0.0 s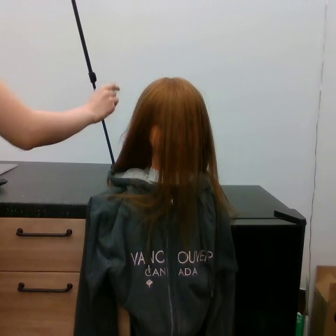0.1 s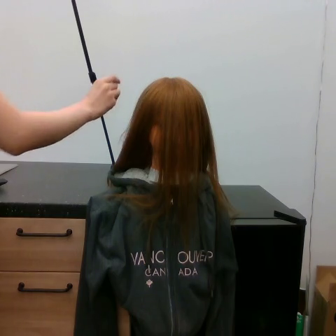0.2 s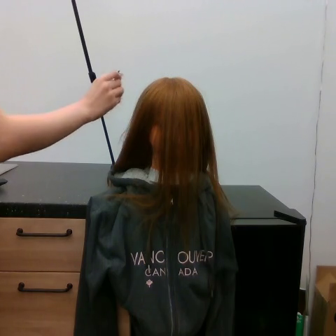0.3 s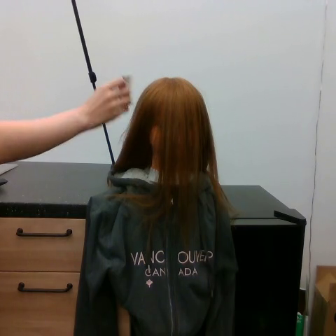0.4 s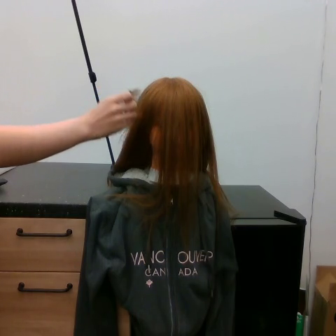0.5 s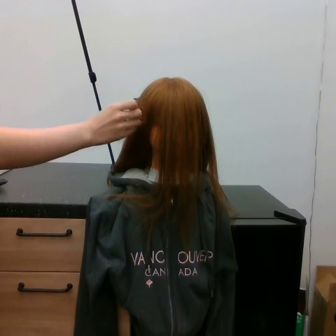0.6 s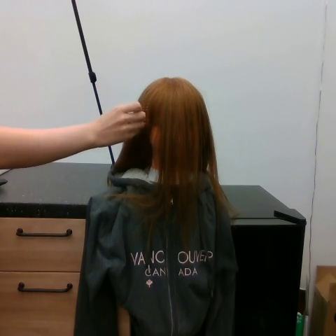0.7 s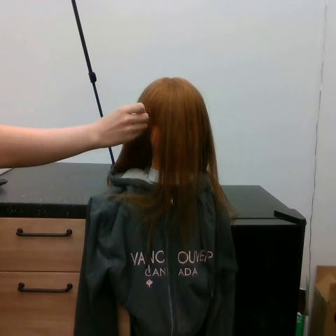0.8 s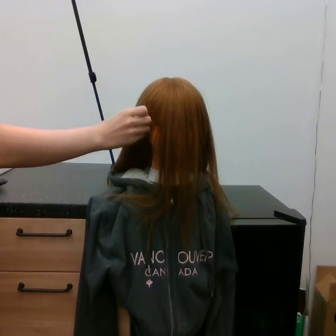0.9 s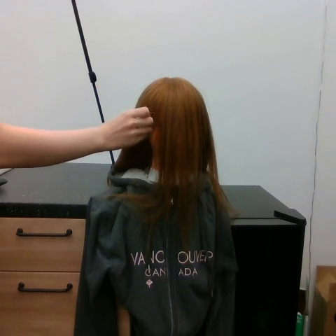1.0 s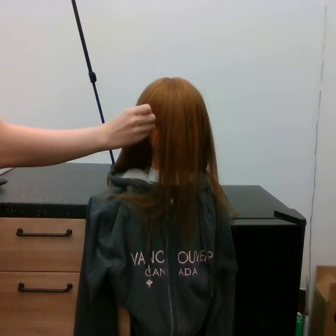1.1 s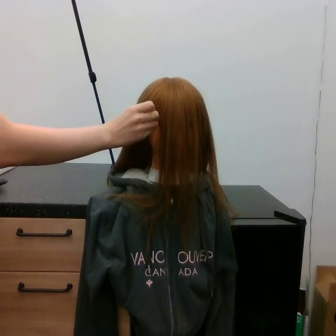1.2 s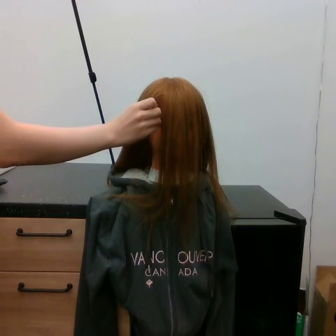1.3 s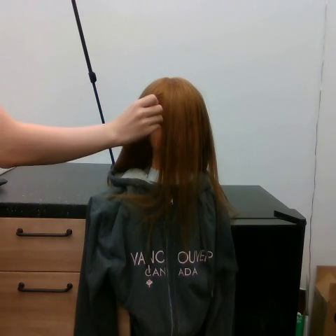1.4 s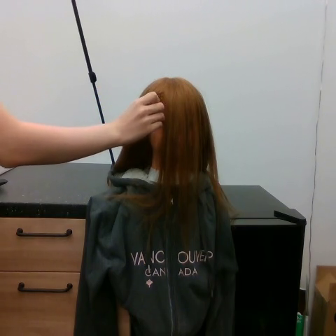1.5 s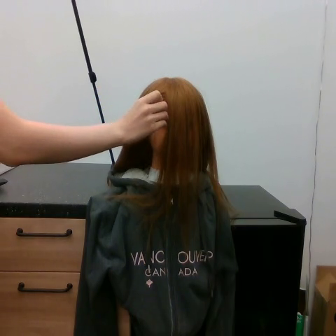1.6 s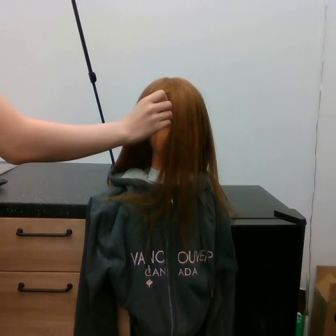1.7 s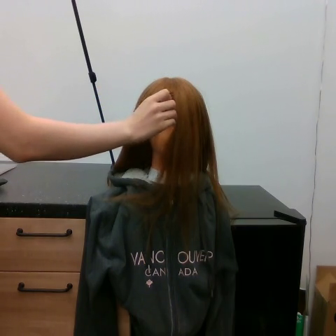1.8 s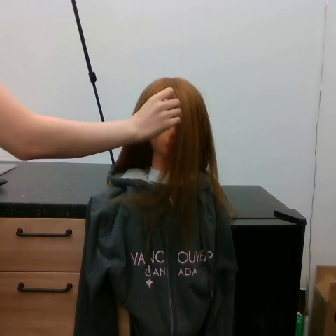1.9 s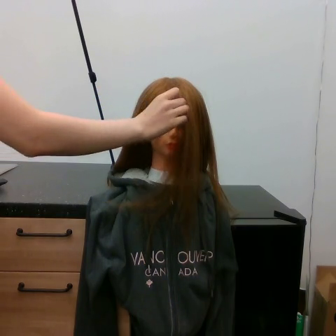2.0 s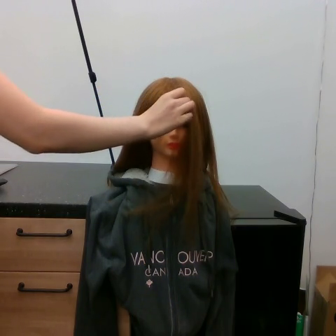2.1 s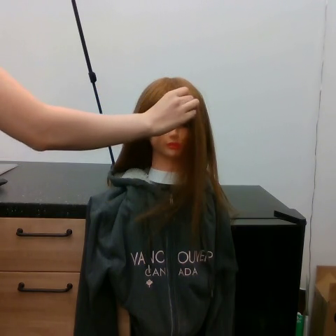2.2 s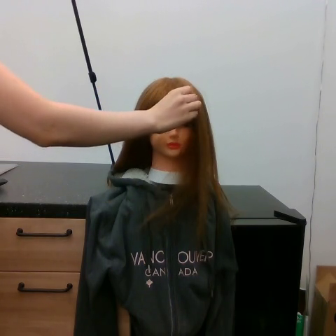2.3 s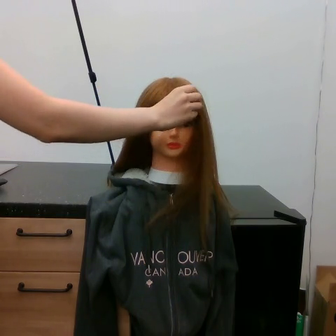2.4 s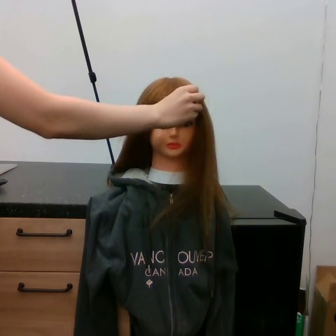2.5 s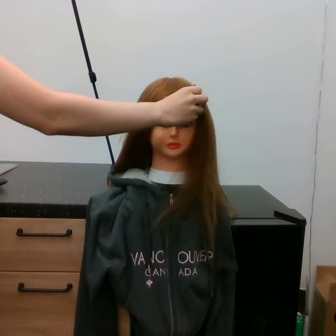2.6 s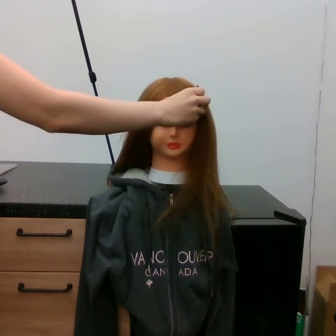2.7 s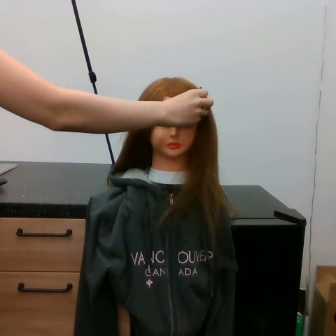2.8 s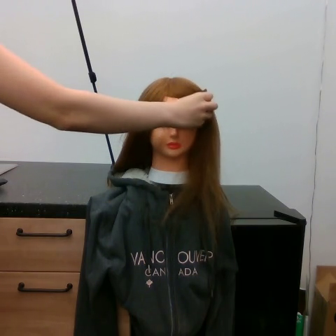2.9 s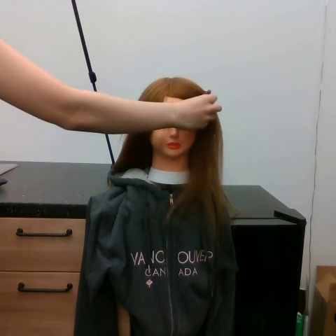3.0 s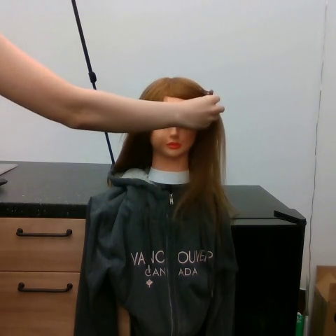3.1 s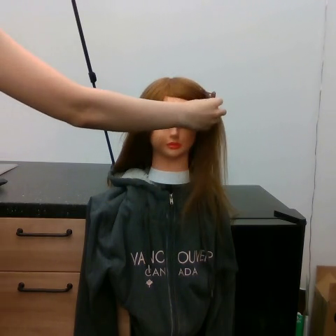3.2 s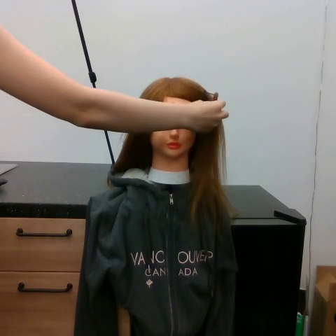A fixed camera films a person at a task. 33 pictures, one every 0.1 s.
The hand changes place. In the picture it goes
to the right.
0.0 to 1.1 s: The hand goes to the right and downward.
1.1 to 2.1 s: The hand goes to the right and upward.
2.1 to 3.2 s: The hand goes to the right.
Task: part hair.
